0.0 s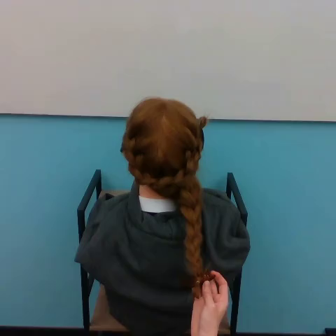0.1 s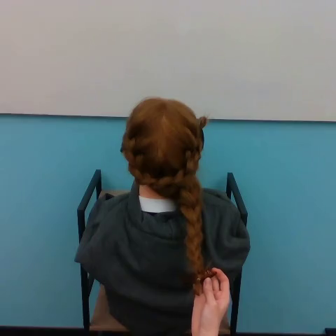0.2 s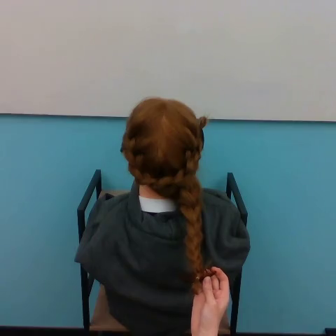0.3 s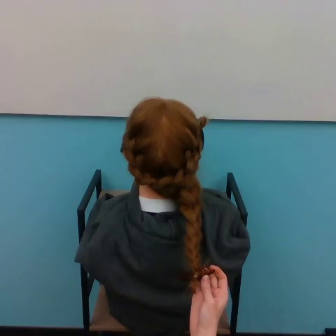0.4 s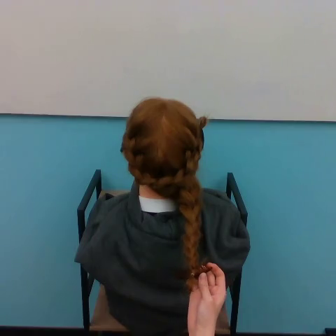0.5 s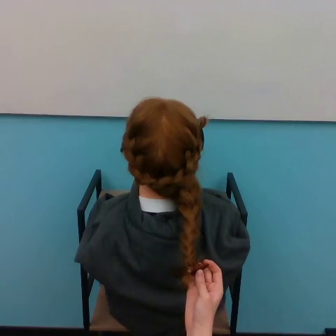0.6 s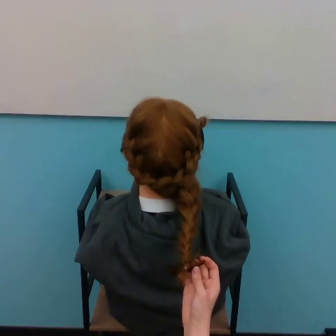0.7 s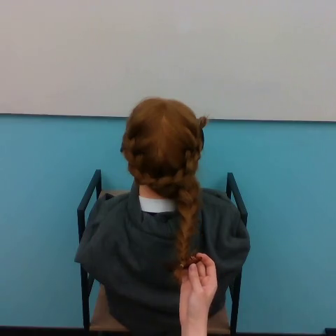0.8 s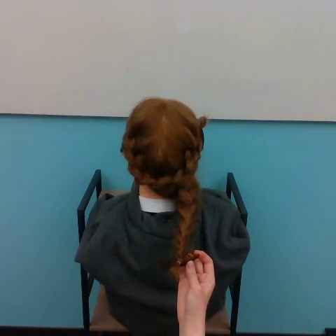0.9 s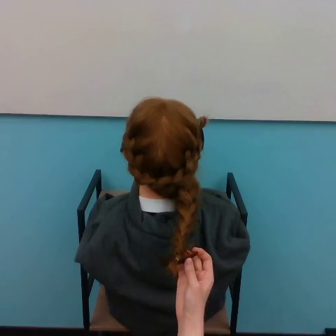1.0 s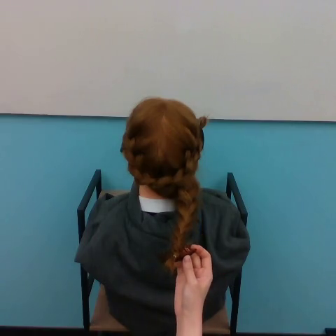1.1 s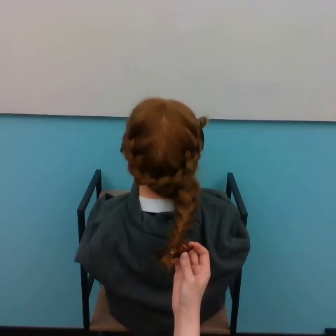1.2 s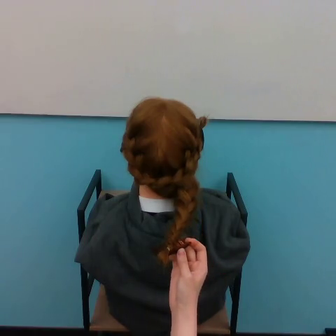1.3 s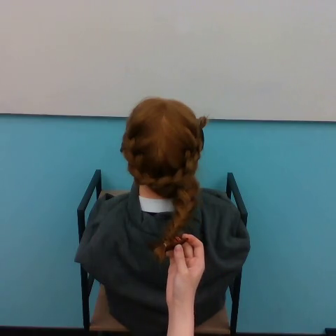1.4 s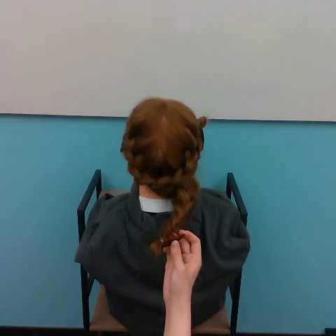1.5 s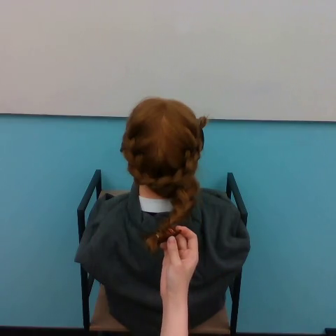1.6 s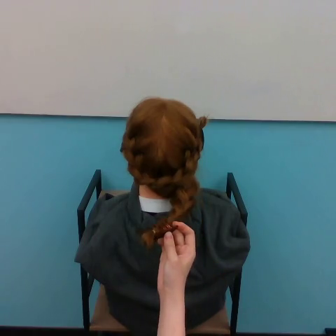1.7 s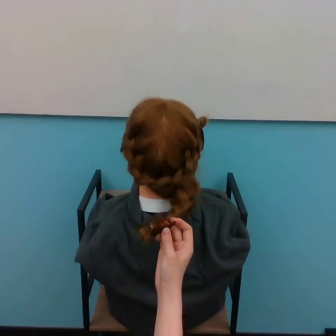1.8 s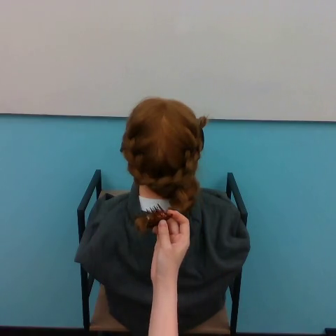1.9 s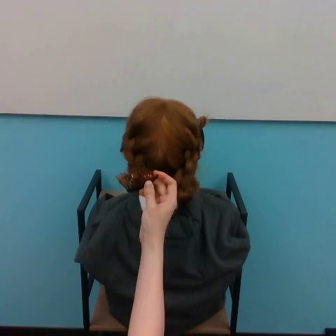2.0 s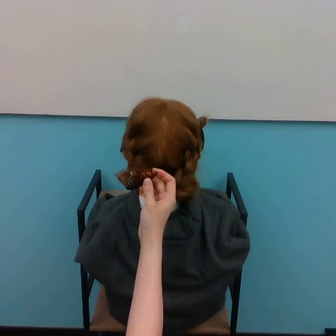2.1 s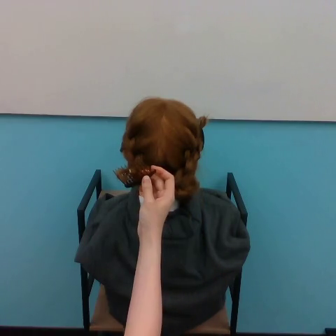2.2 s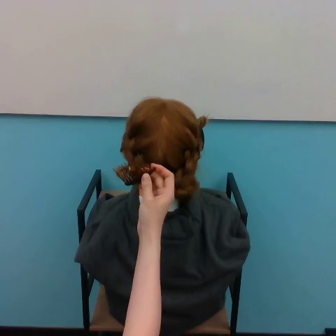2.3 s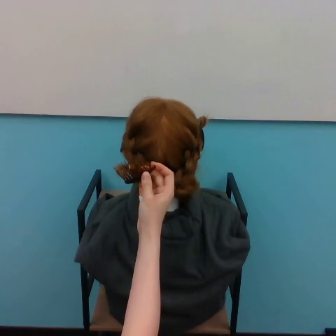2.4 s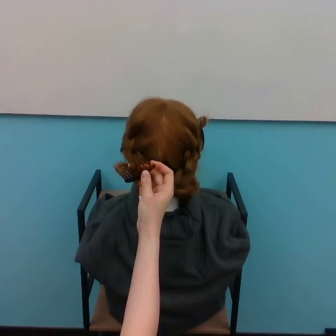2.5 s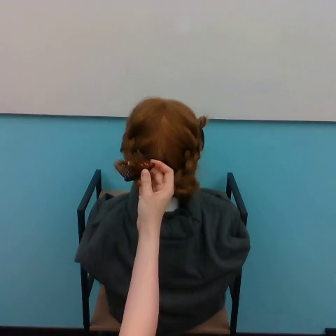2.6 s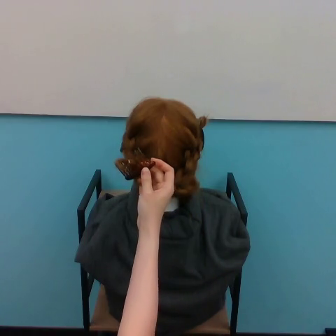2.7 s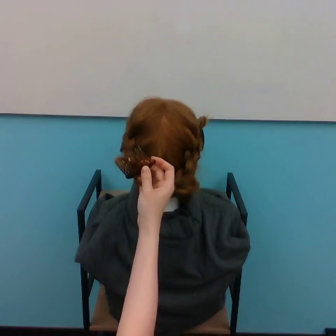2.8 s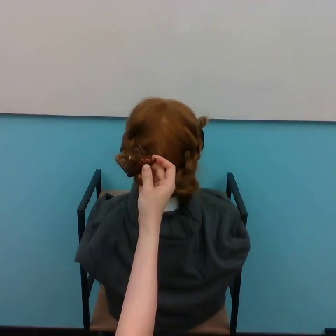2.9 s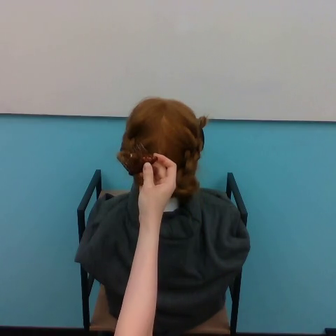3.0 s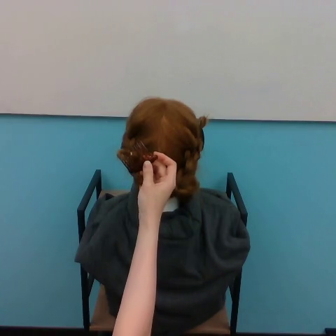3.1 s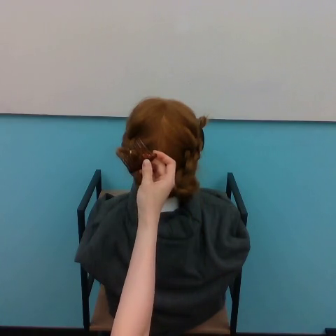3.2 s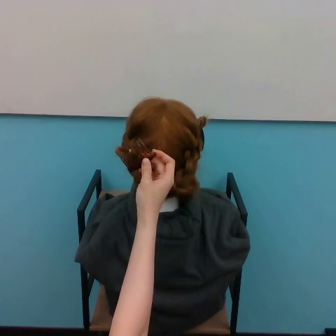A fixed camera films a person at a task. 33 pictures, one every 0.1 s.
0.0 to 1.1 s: The hand goes upward and to the left.
1.1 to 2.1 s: The hand goes upward and to the left.
2.1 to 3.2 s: The hand goes upward.
Task: style hair.
